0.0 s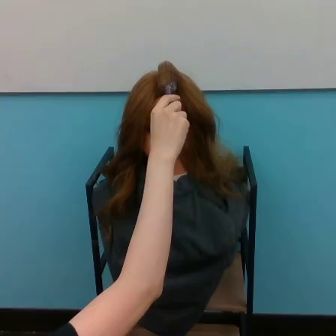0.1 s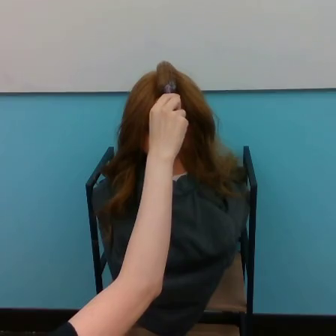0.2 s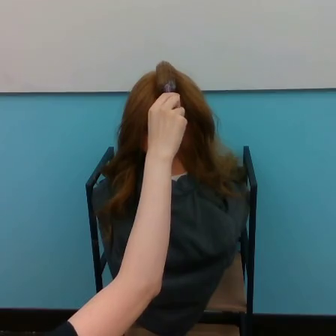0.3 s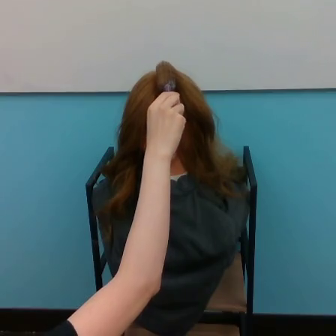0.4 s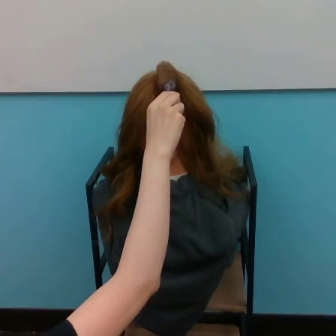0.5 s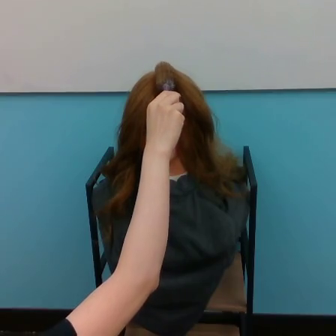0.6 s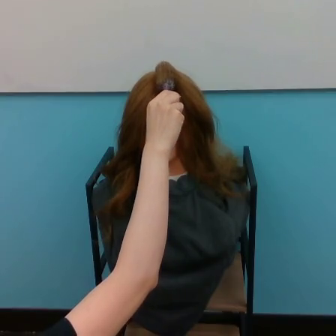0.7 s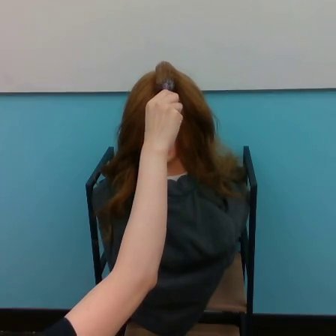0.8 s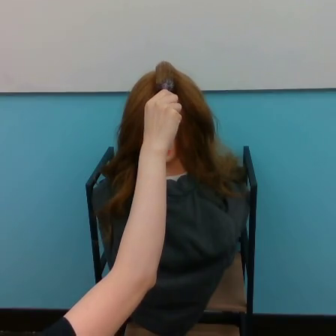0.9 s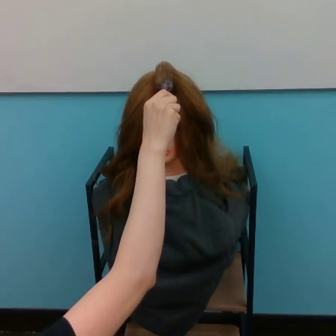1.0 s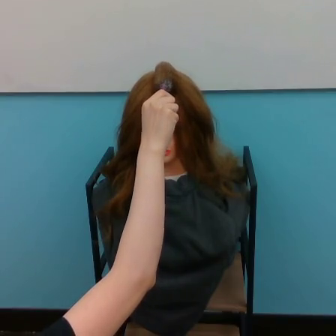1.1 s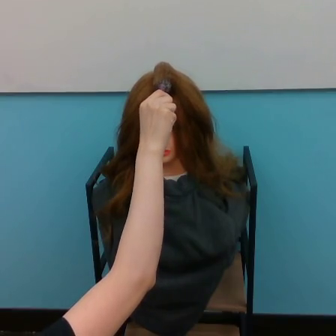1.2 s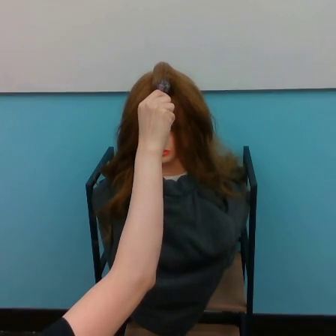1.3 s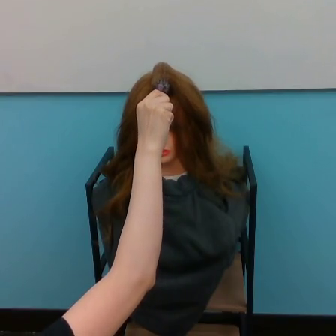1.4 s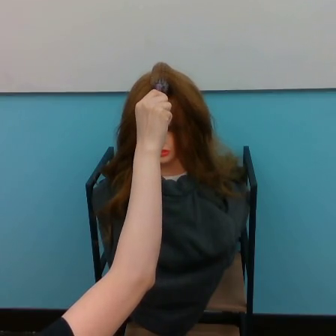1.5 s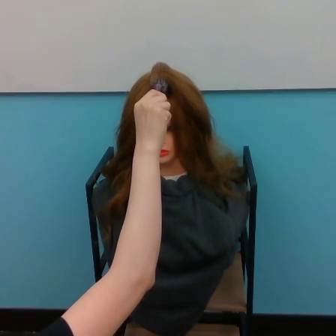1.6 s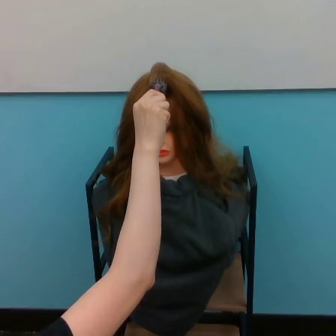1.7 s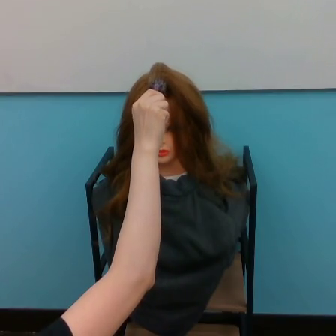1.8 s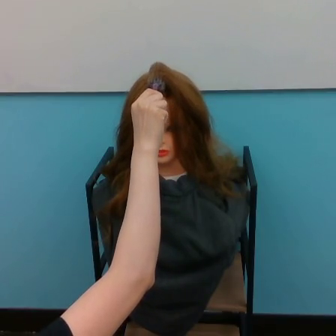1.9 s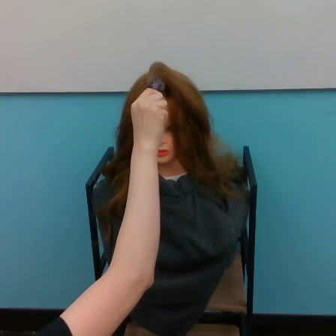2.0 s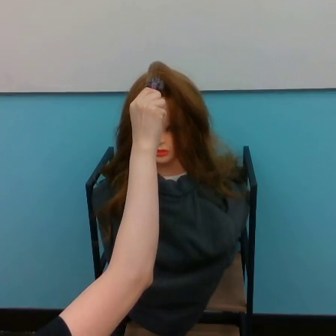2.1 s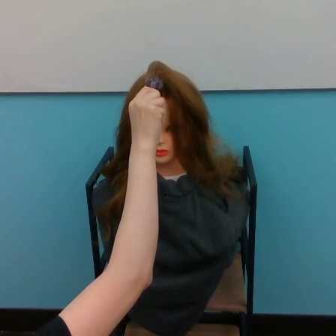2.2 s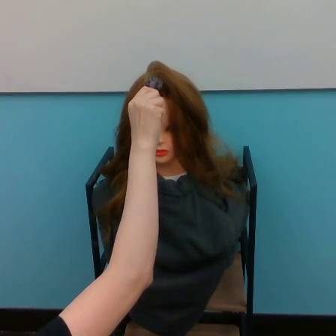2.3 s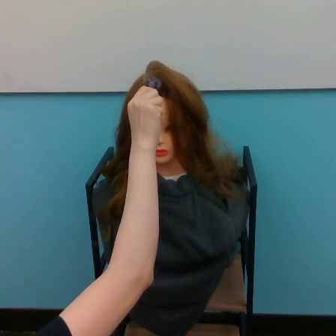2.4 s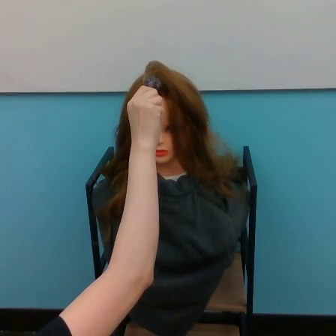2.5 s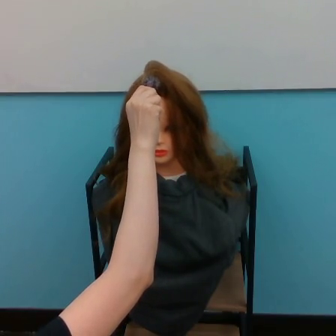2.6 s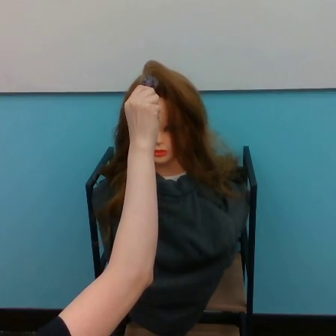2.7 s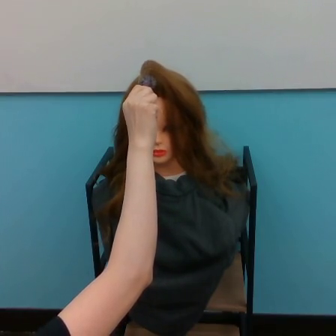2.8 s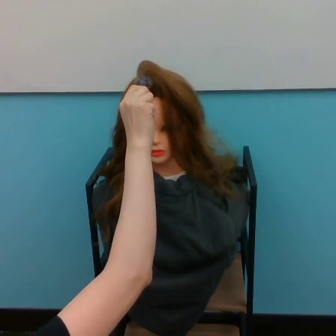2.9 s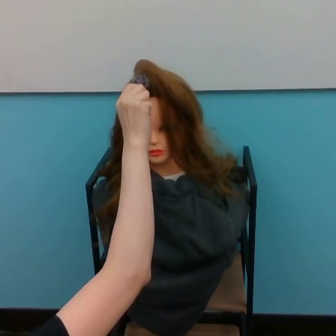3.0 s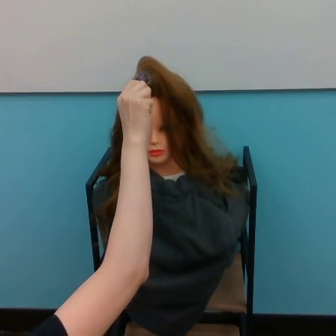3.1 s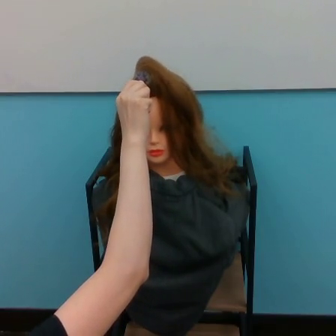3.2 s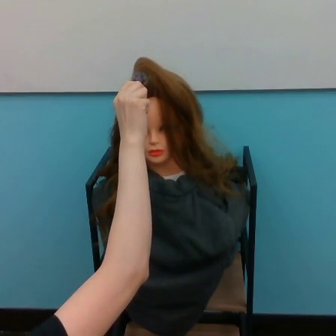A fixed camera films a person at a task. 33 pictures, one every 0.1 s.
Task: volume hair.
0.0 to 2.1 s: The hand goes to the left.
2.1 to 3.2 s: The hand goes to the left.
